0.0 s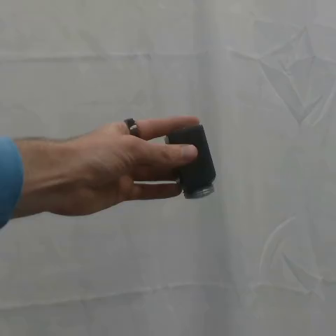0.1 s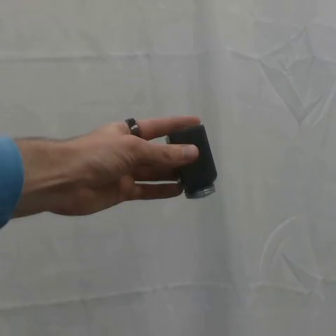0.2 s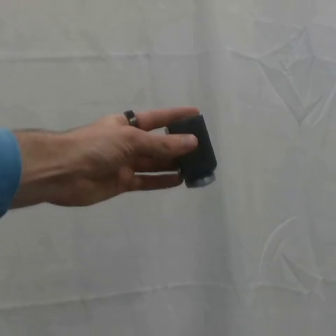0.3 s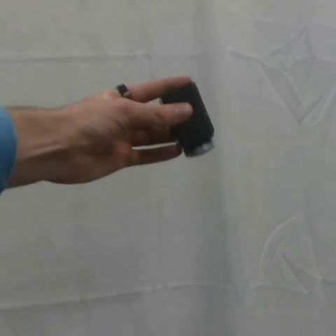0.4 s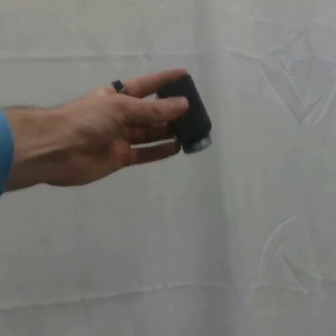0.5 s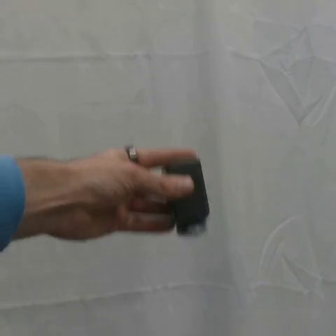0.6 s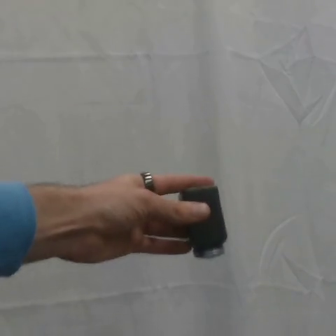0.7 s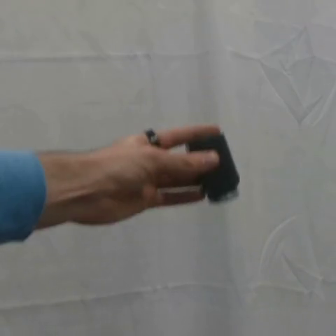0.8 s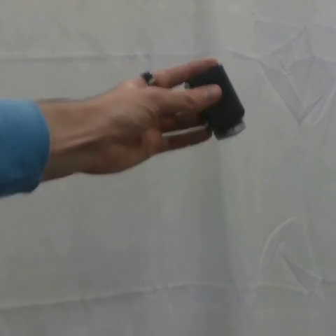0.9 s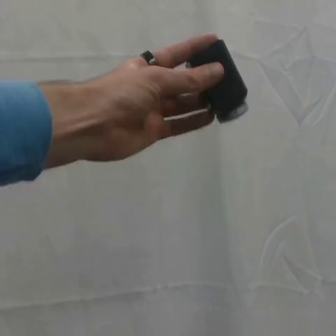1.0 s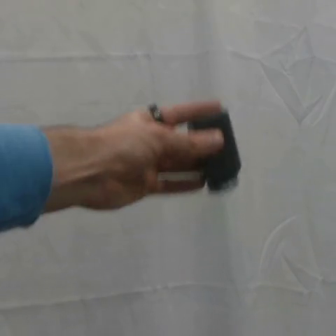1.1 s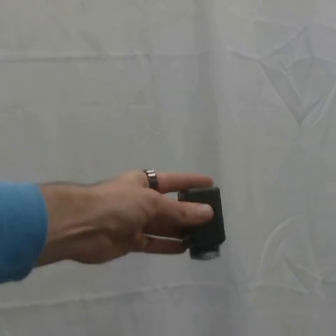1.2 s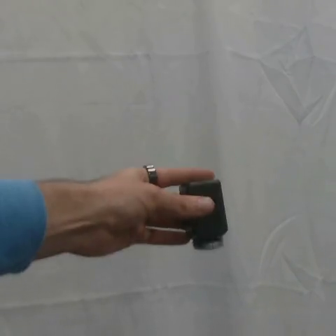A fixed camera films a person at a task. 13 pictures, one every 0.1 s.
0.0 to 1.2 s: The hand goes upward, then downward.
Task: shake the salt shaker.
Motion: move up and down two times.
